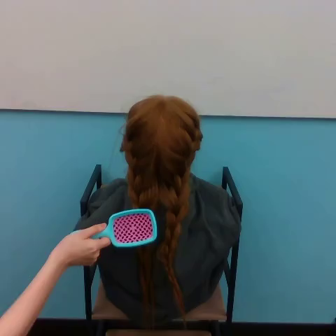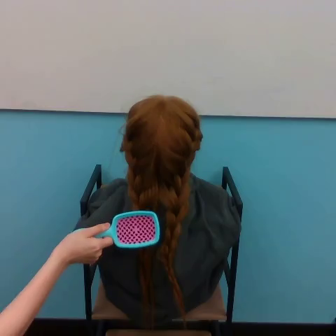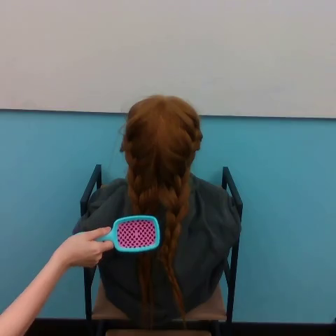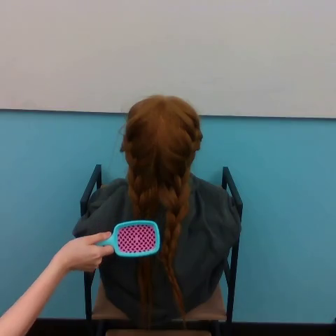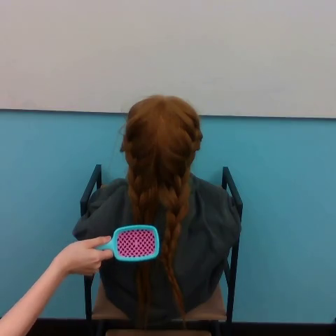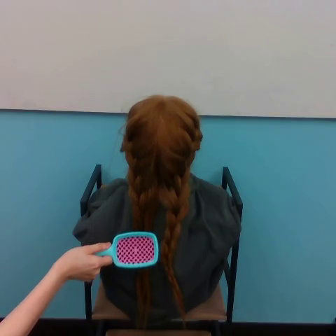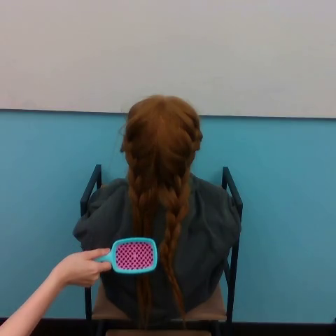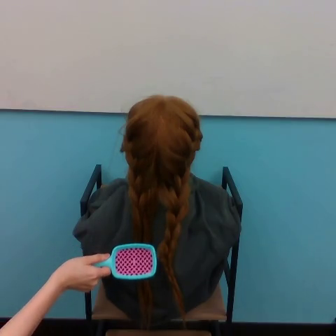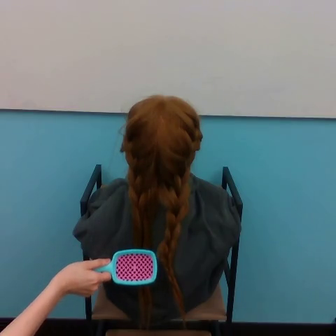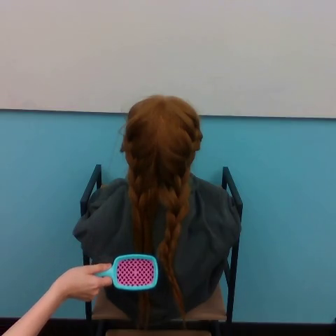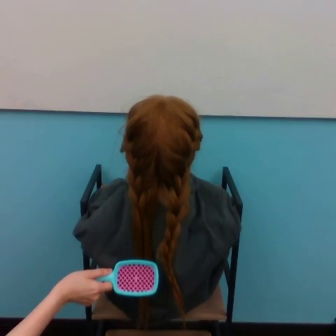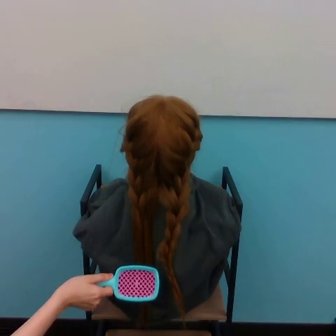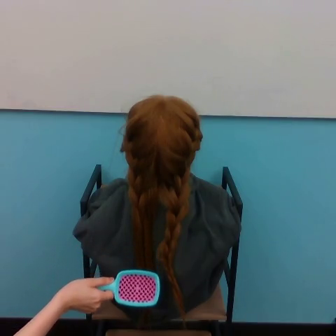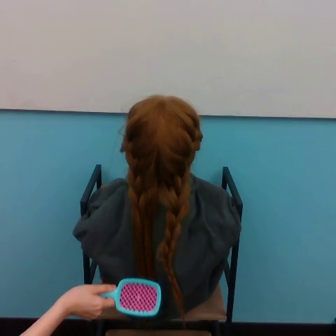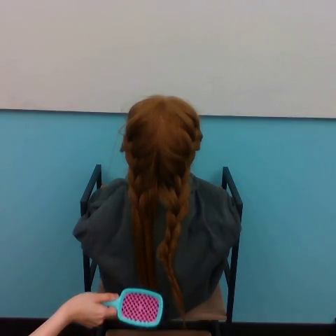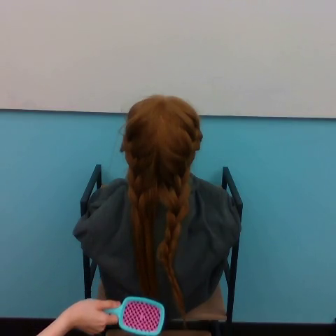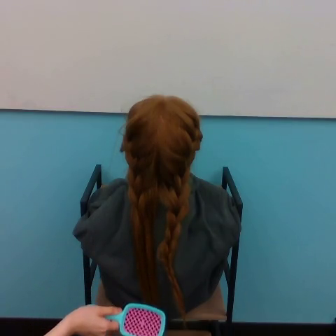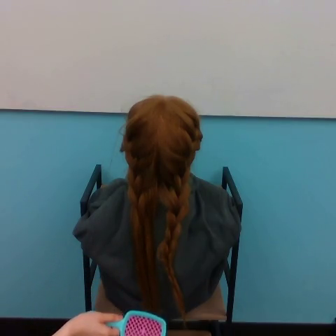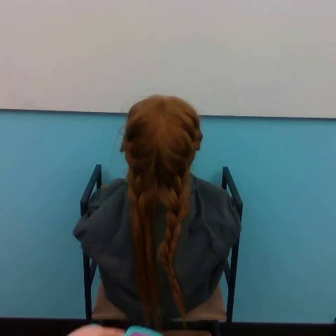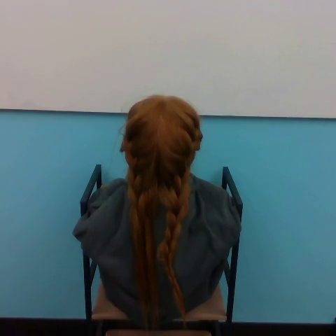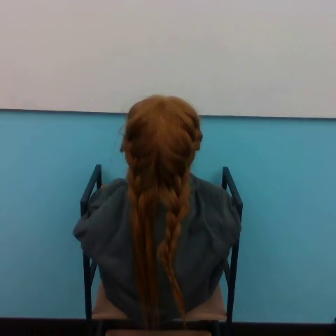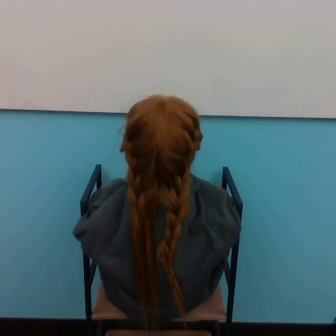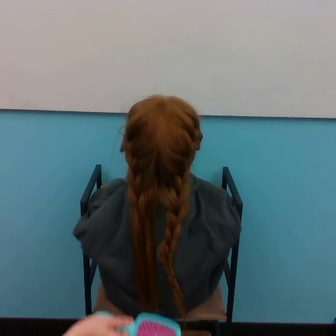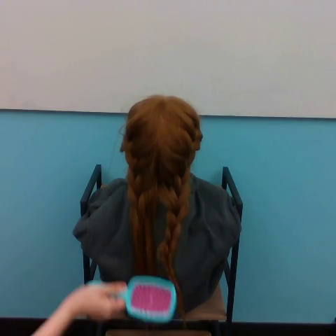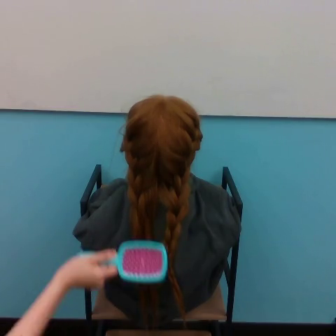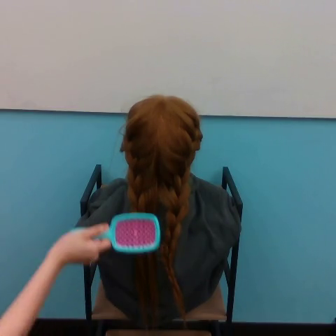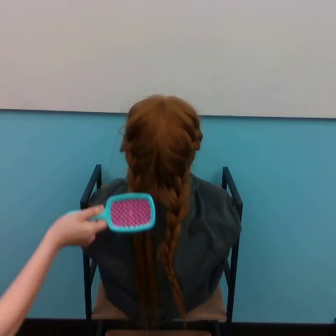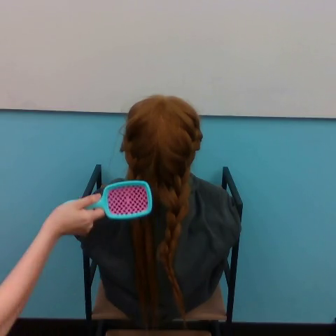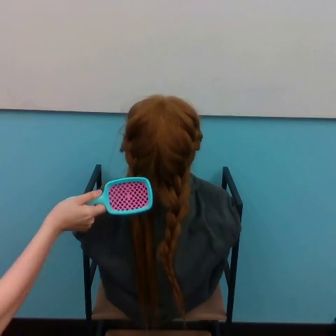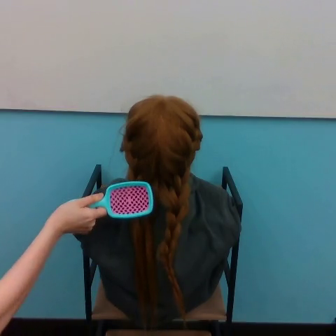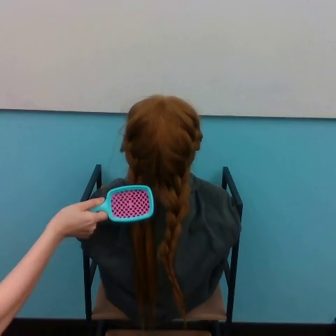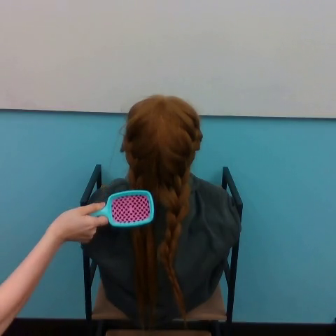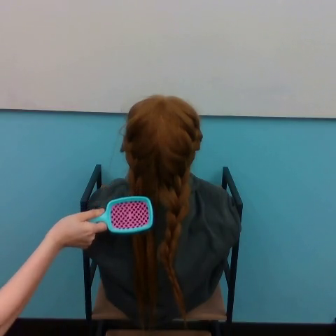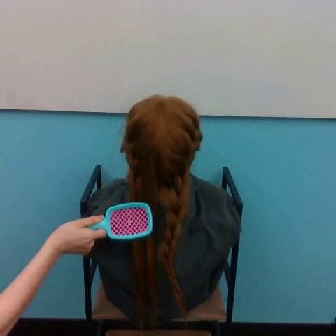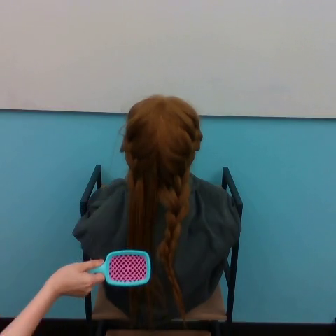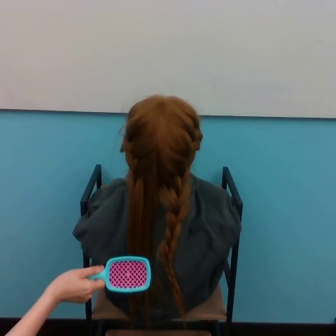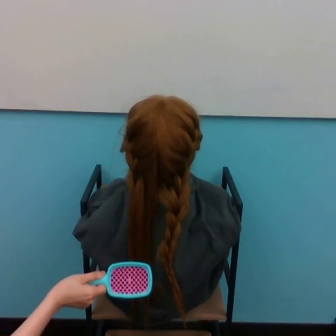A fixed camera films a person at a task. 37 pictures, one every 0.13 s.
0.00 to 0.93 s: The hand goes downward.
0.93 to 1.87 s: The hand goes downward.
1.87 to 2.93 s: The hand goes downward.
2.93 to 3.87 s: The hand goes upward.
3.87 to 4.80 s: The hand goes downward.
Task: brush hair.
Motion: move downward, move upward, then move downward.
